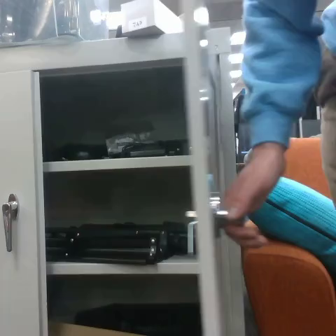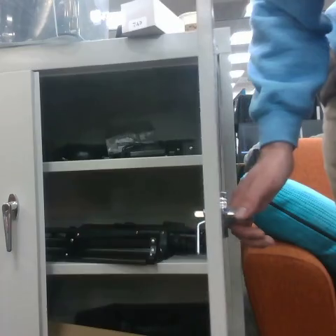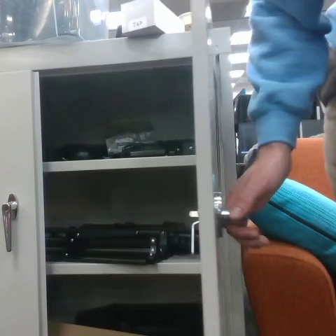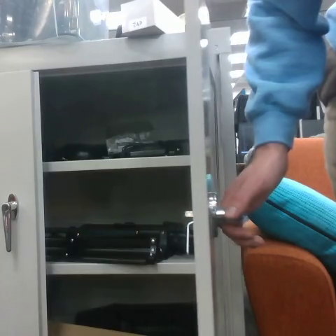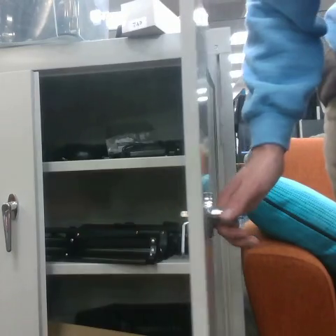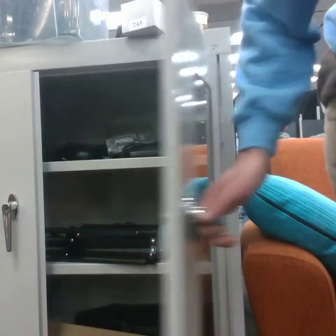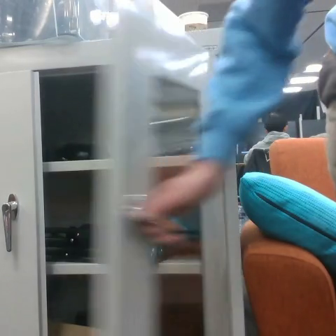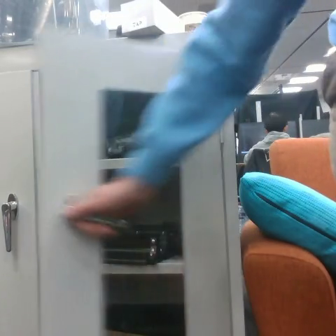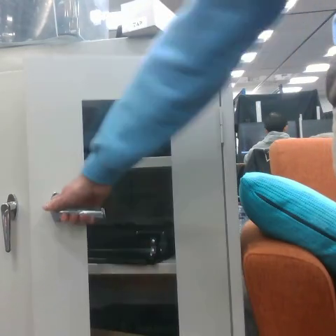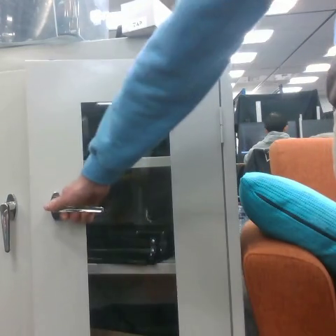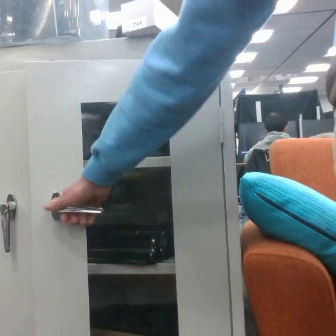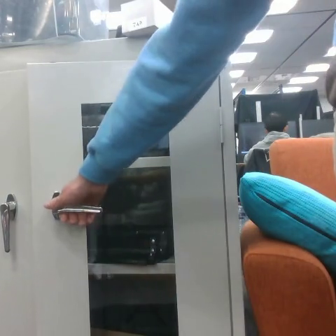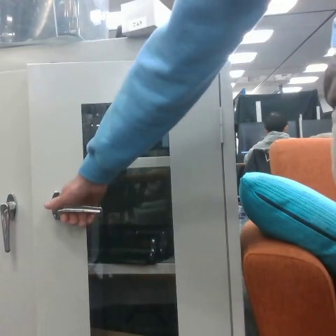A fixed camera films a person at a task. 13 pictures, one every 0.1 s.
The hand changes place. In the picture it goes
to the left.
0.0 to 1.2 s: The hand goes to the left.
Task: close the cabinet.
Motion: move to the left quickly.
